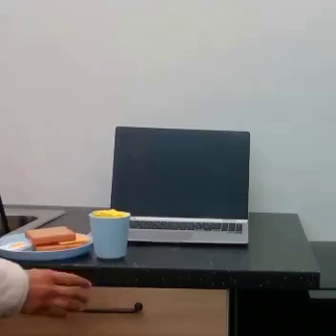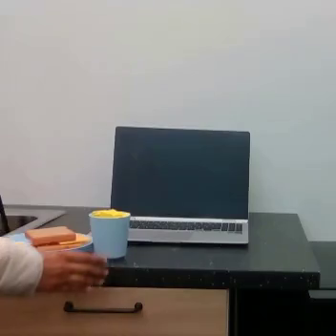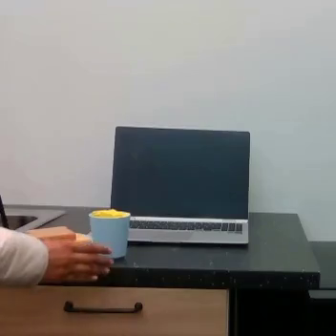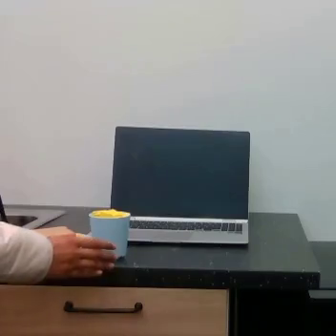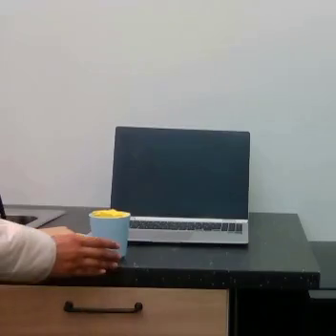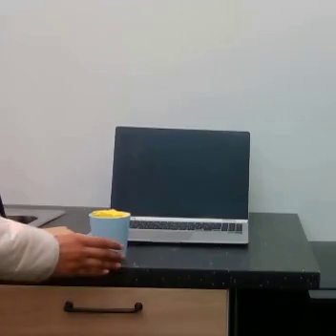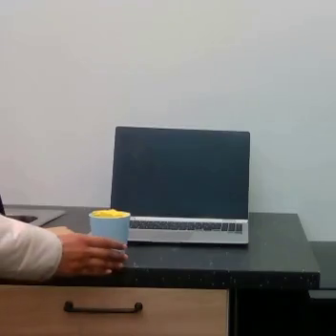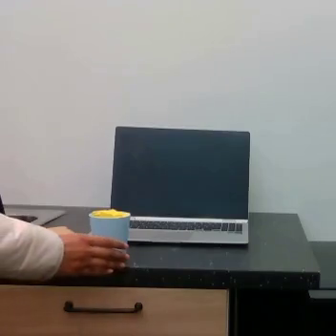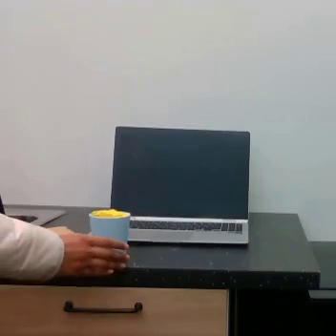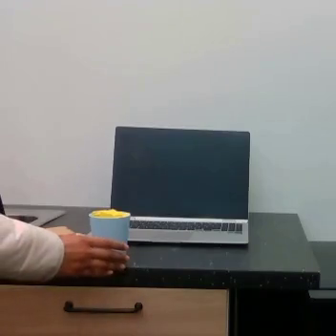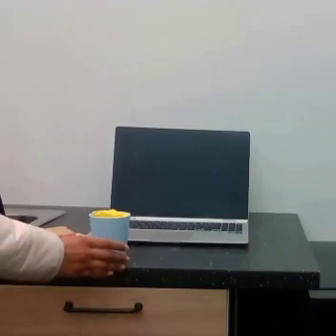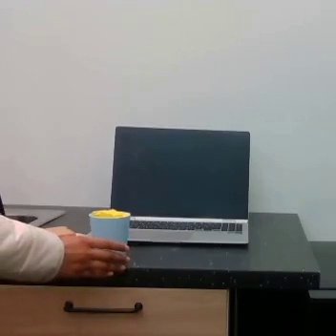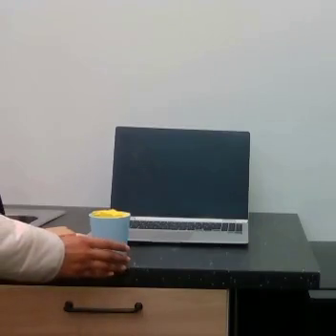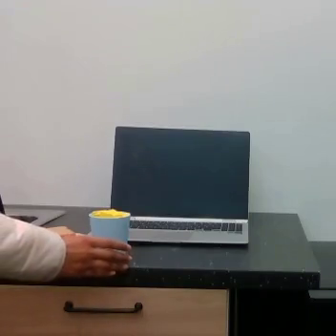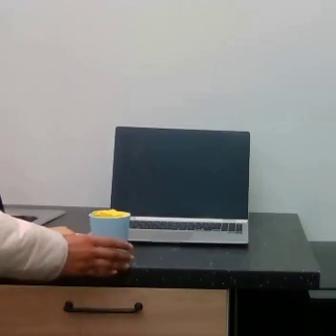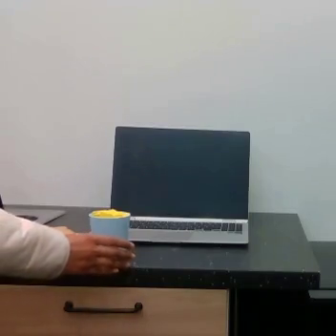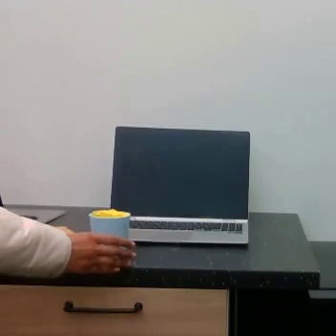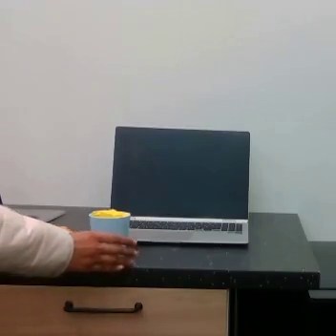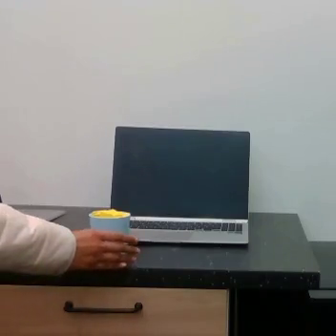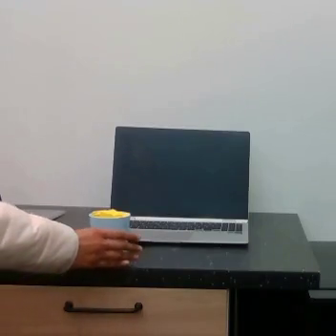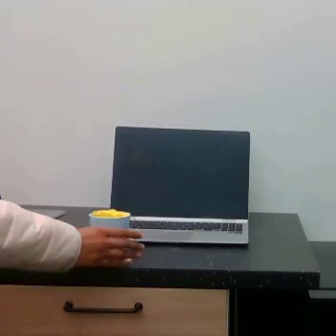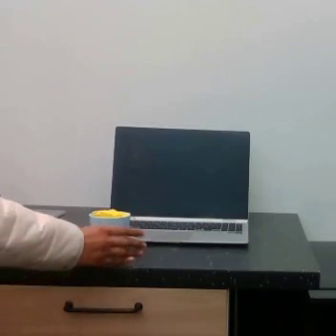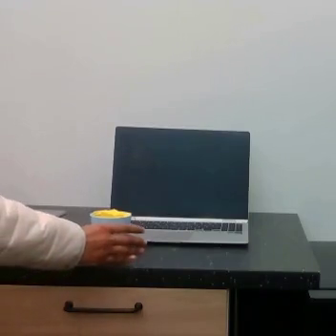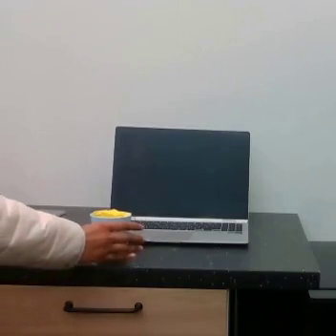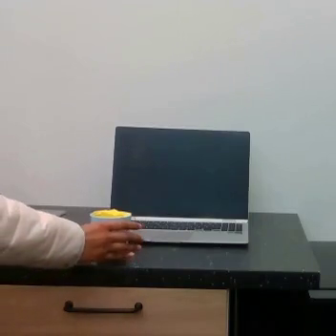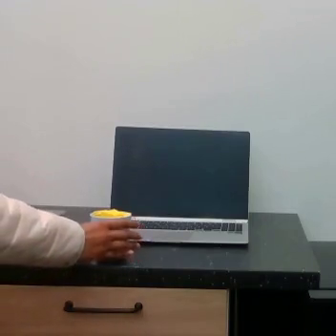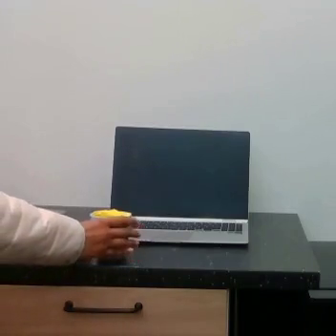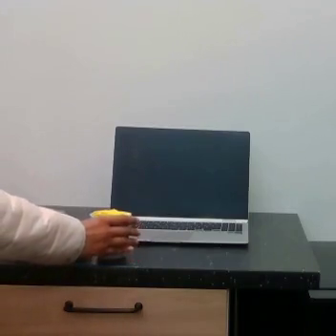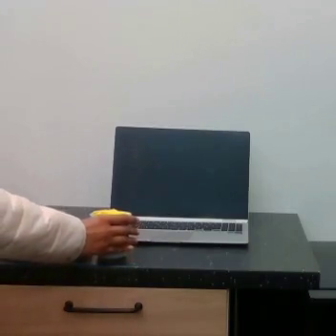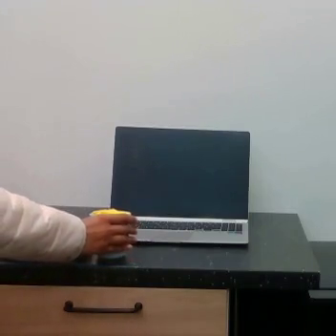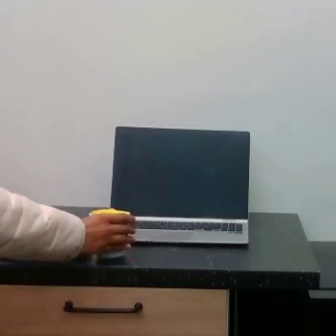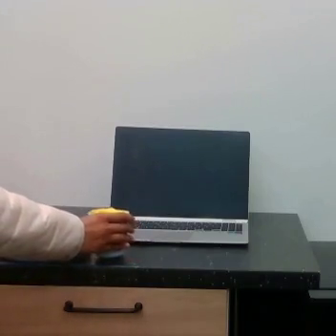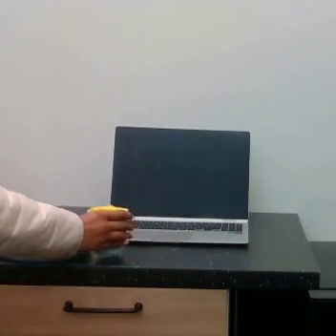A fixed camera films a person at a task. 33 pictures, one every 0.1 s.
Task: pick up the cup and place it left to the laptop.
0.0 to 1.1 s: The hand goes upward and to the right.
1.1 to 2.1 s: The hand goes to the right.
2.1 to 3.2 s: The hand goes upward.
